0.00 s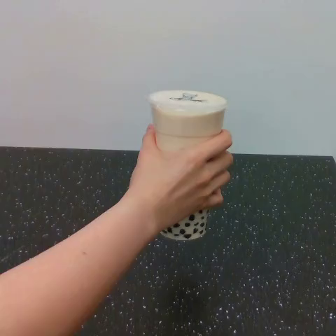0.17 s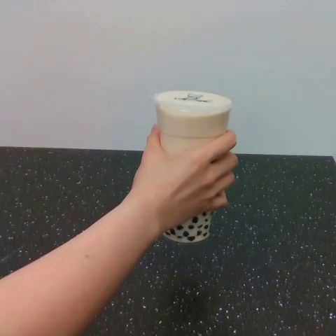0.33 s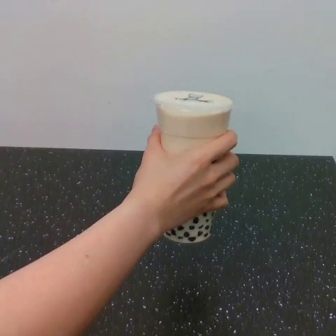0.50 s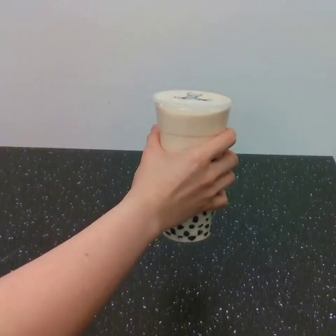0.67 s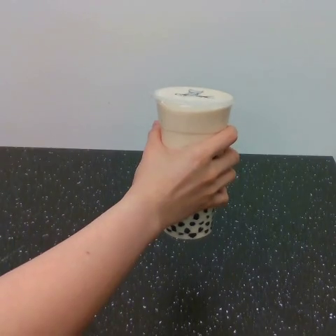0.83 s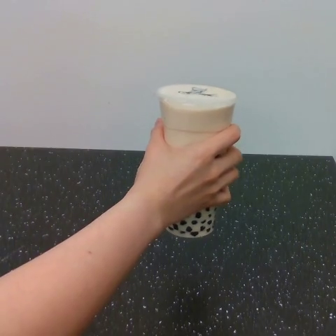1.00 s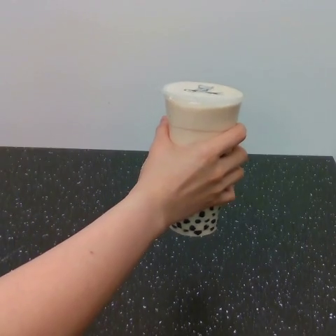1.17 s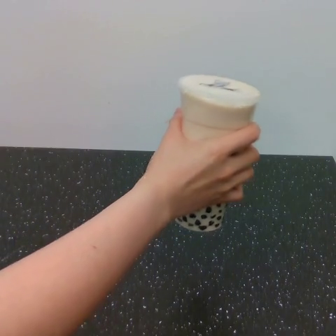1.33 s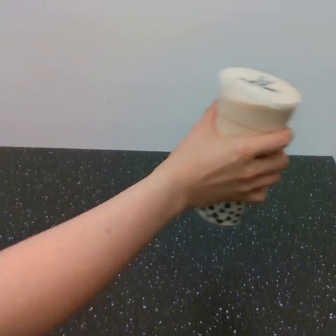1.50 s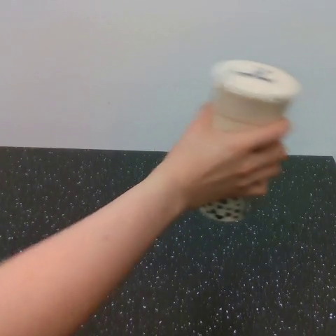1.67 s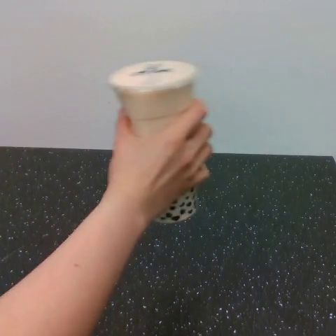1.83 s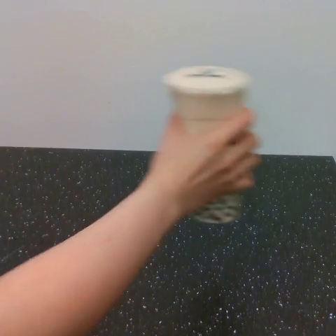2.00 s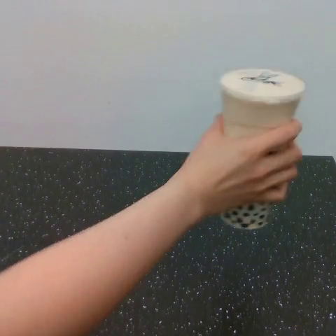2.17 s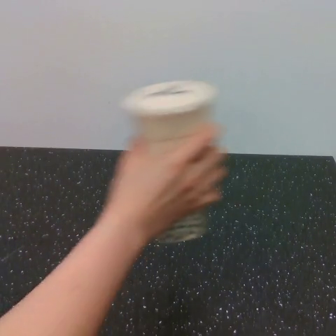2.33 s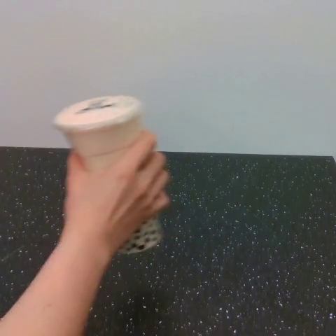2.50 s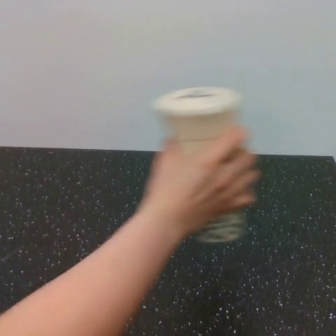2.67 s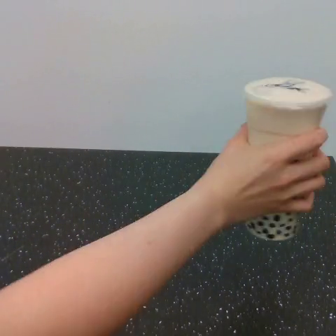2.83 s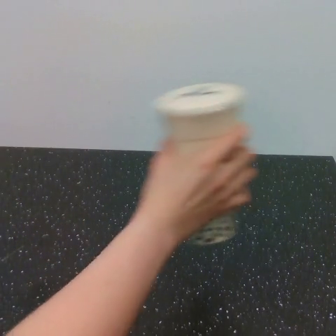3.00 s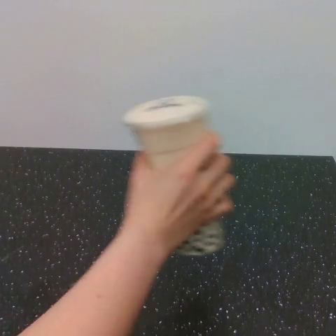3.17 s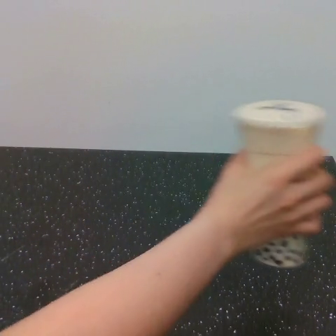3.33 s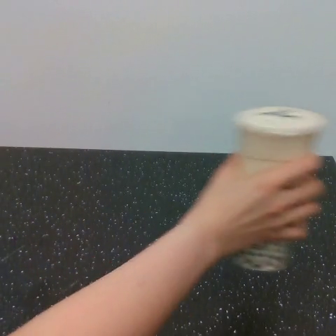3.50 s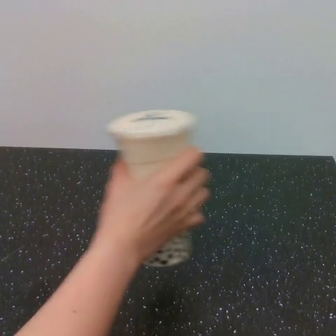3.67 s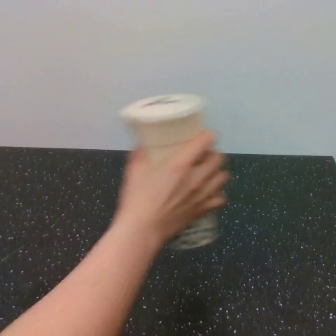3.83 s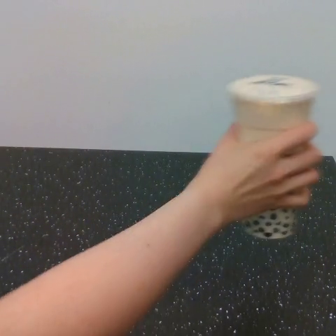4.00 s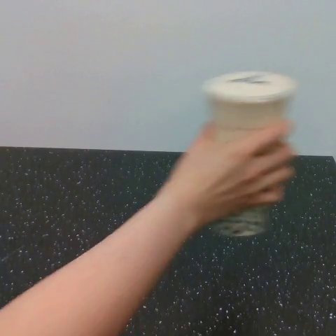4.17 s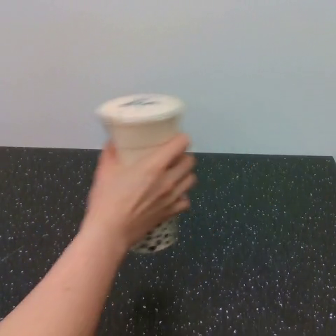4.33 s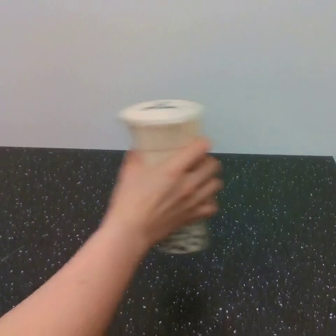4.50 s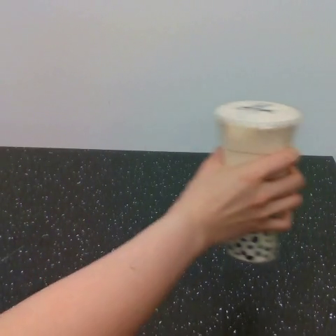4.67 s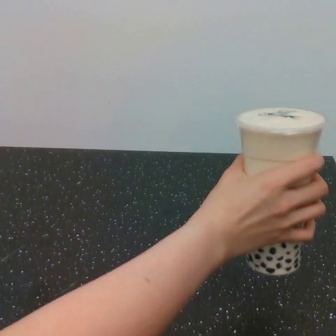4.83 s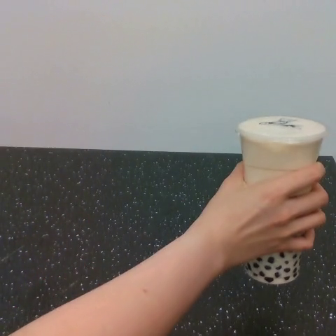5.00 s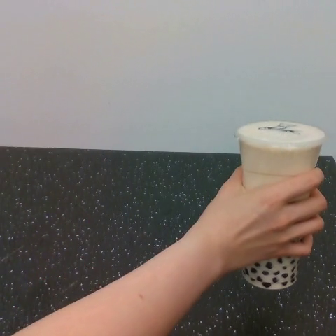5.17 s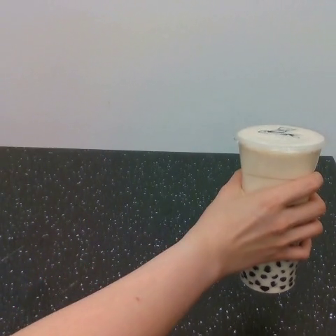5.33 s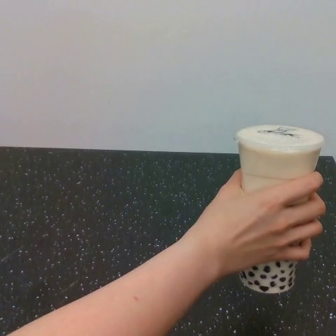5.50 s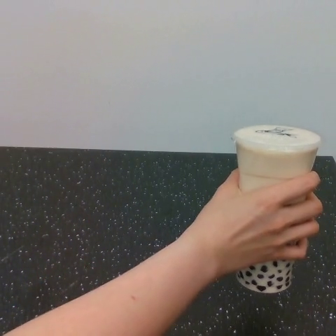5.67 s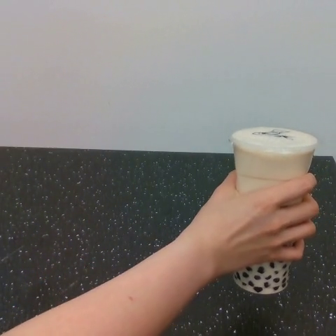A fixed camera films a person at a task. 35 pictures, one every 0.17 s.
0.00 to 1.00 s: The hand moves only a little.
1.00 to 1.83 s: The hand goes to the right, then to the left.
1.83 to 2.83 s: The hand goes to the left, then to the right.
2.83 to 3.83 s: The hand goes to the right, then upward and to the left.
3.83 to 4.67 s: The hand goes to the left, then to the right.
4.67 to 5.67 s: The hand goes downward.
Task: shake the boba.
Motion: move to the right and move to the left, repeating this sequence 5 times.
